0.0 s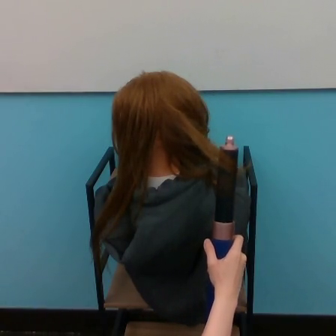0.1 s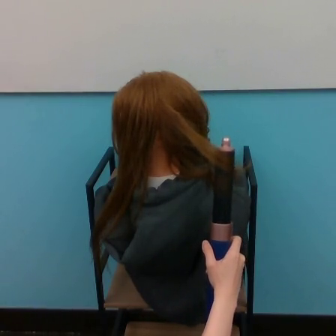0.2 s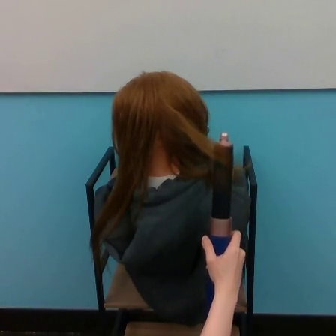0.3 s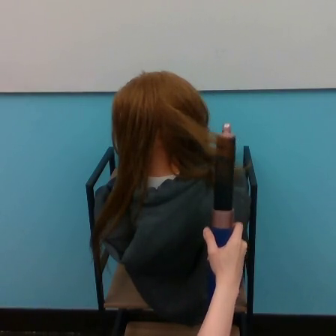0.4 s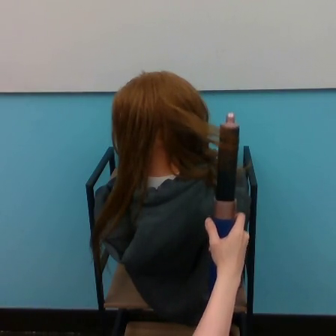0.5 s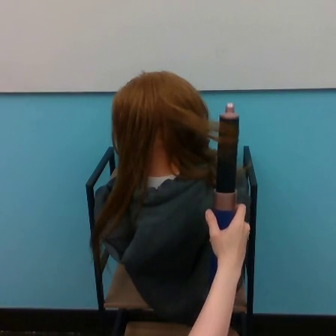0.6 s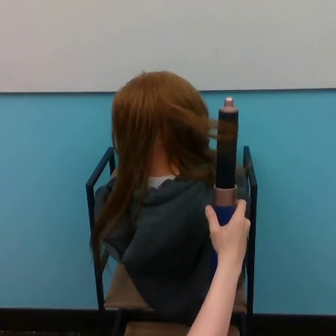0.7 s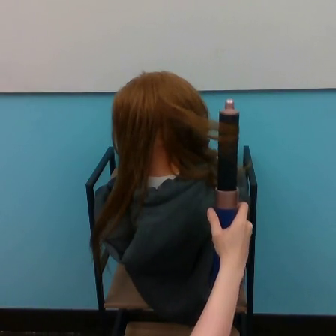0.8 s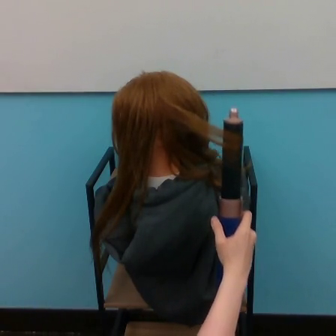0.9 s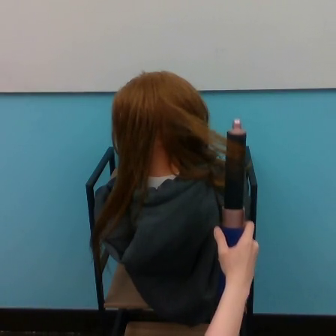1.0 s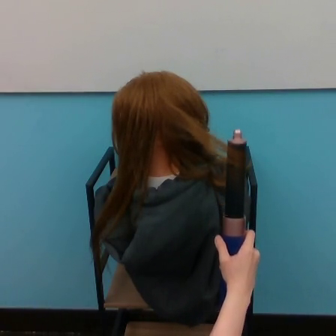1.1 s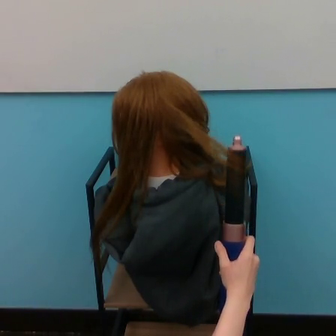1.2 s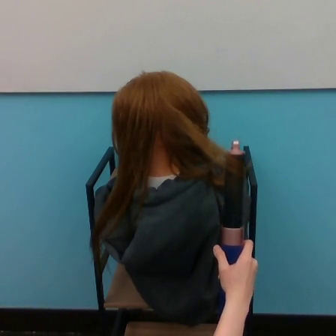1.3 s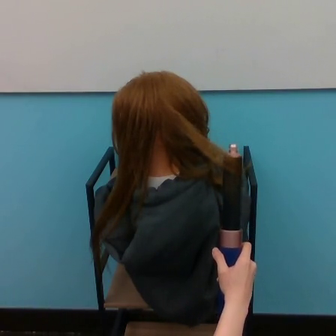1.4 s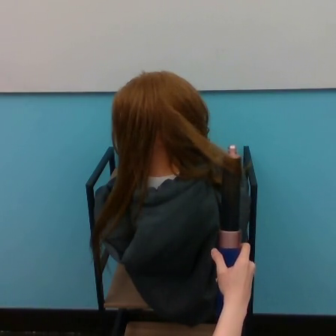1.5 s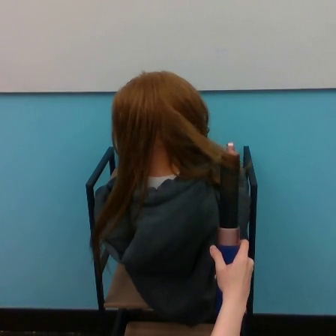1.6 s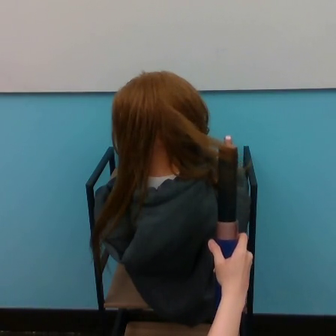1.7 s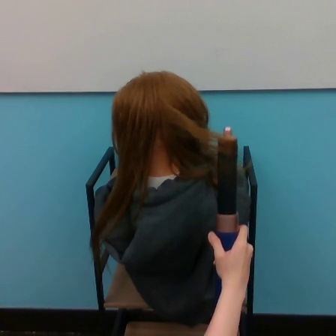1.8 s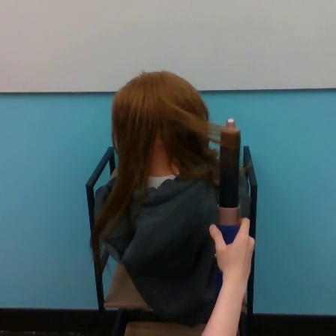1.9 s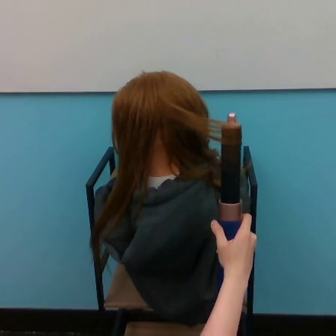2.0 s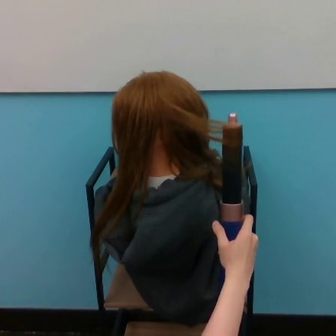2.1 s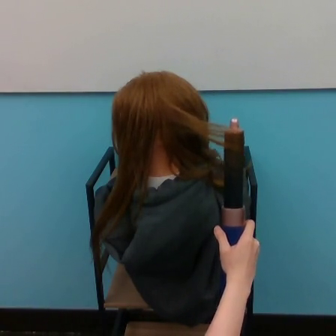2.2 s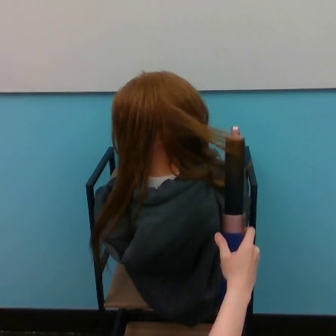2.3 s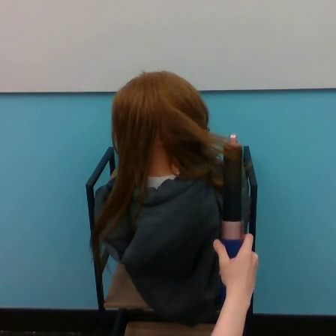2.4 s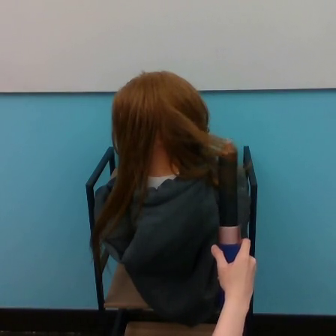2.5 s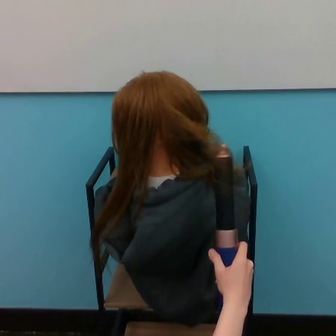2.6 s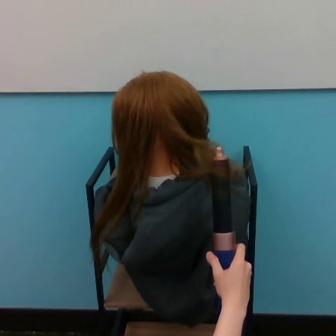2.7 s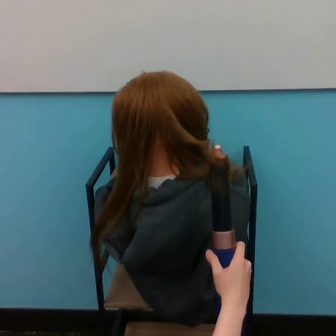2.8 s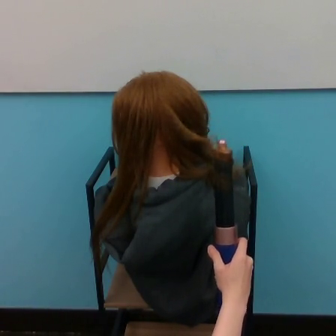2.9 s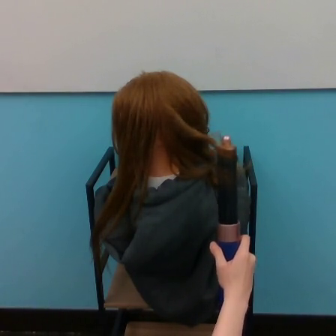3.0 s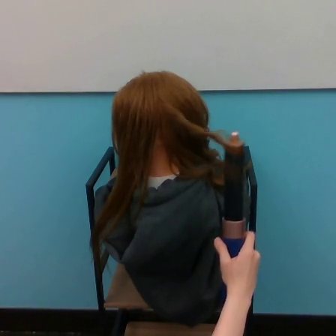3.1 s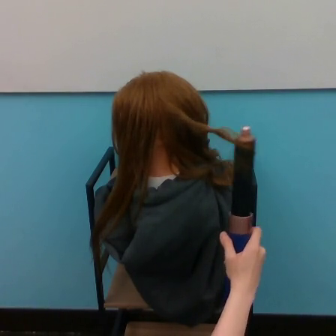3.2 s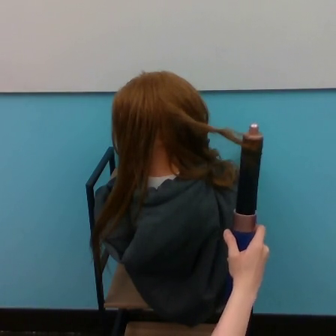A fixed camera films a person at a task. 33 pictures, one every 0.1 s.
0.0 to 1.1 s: The hand goes upward, then downward.
1.1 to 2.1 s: The hand goes upward.
2.1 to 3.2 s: The hand goes downward, then upward and to the right, on a clockwise arc.
Task: curl hair.
